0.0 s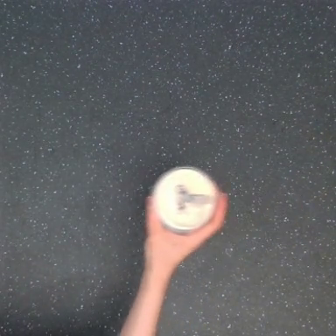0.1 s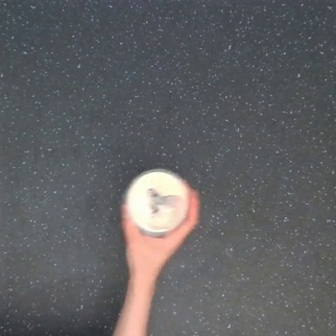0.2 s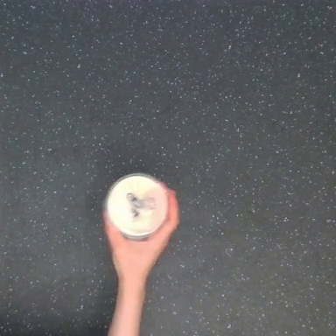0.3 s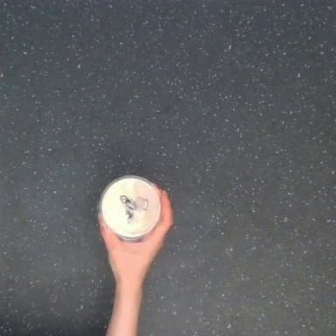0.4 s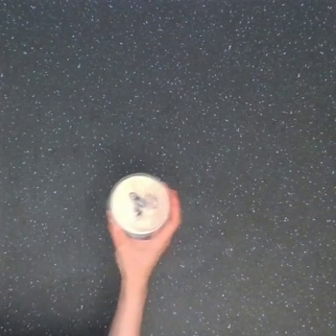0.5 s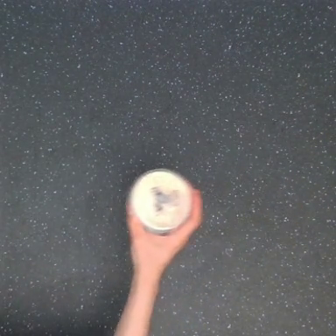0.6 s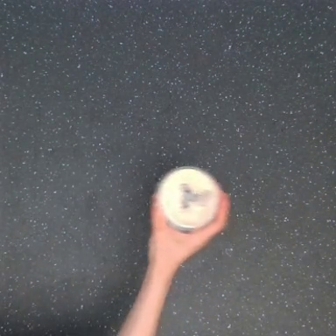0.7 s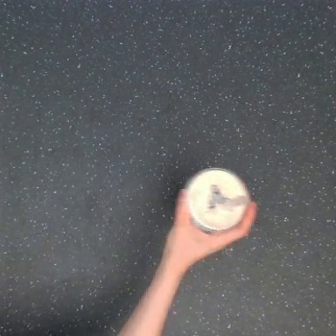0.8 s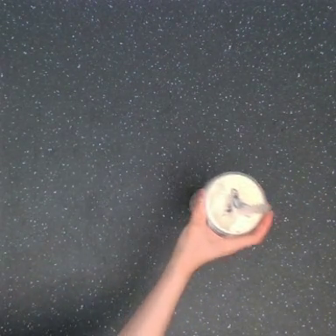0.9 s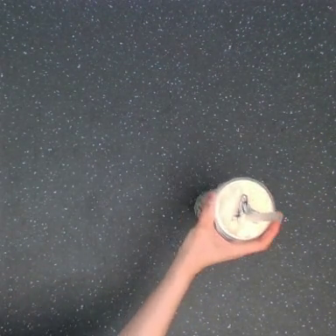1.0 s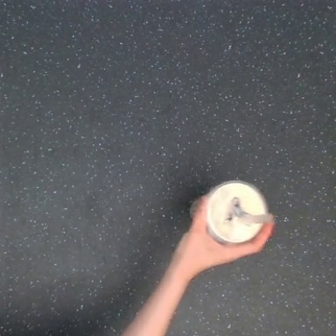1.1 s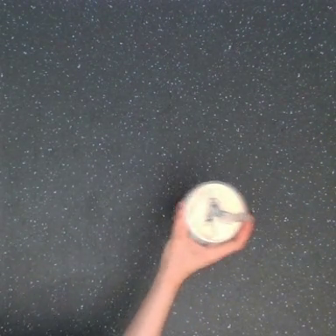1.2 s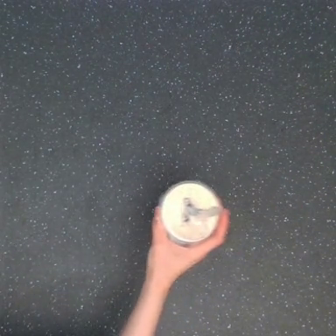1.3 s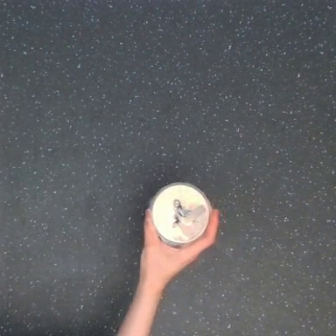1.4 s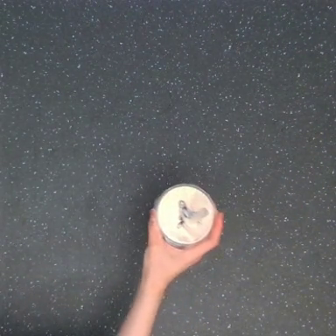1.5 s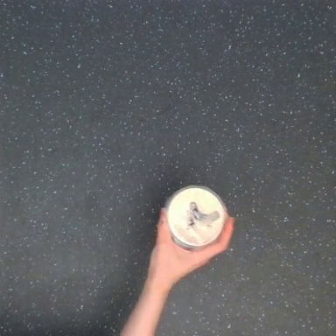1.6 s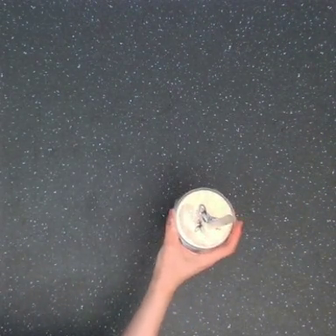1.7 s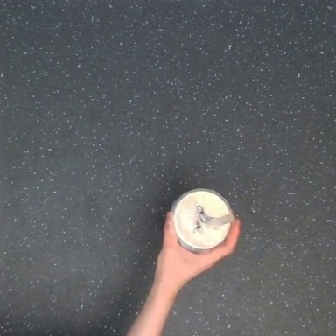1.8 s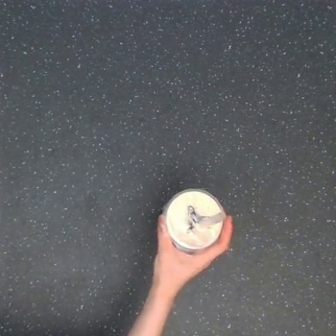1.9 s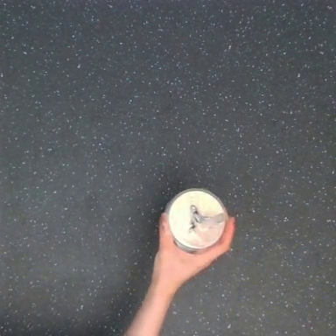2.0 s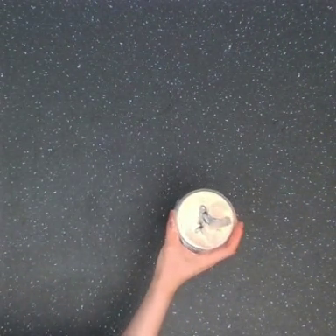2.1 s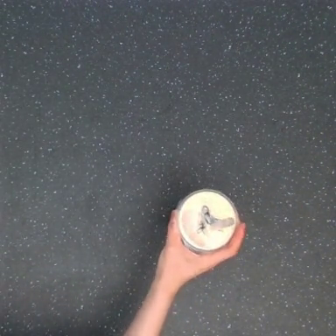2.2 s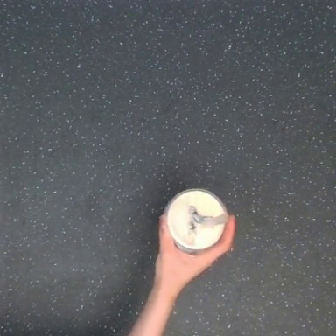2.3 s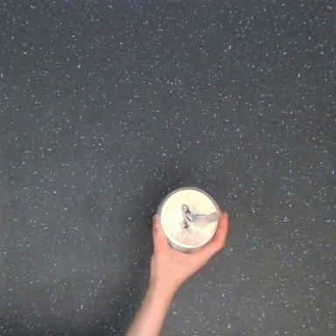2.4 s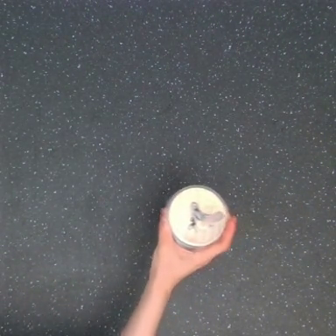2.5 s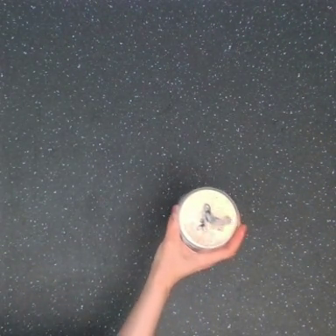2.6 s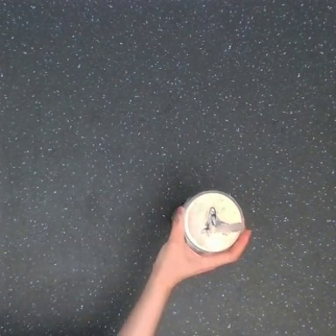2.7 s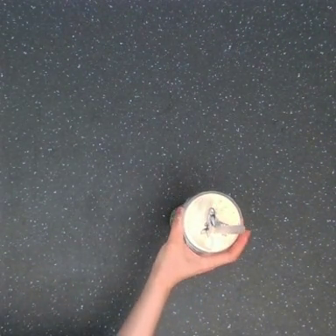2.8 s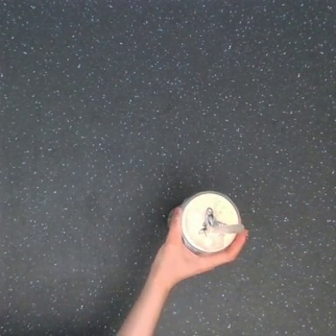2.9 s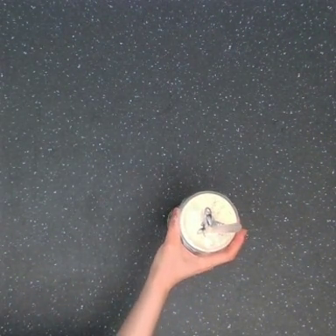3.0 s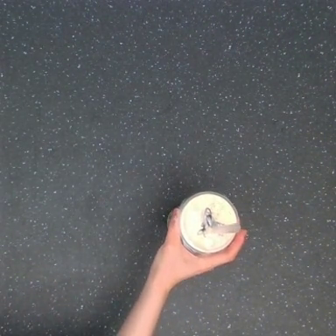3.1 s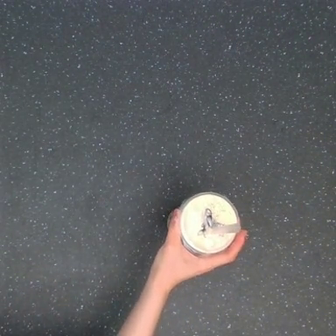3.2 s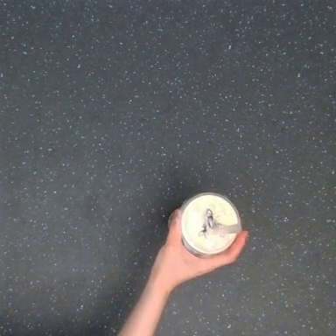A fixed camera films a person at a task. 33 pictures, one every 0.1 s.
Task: shake the boba.
0.0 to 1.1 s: The hand goes to the right, then to the left.
1.1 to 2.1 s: The hand goes to the left, then to the right.
2.1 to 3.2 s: The hand moves only a little.
